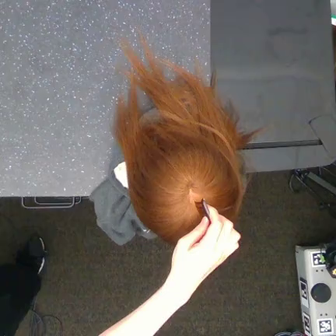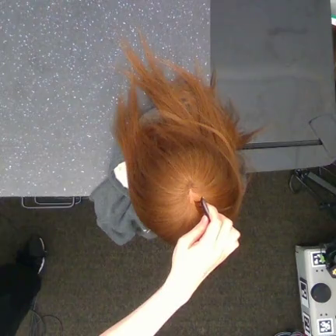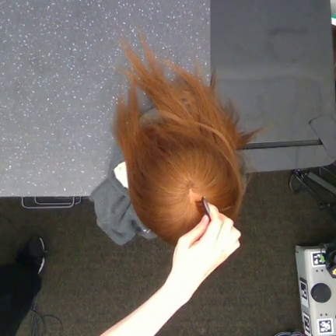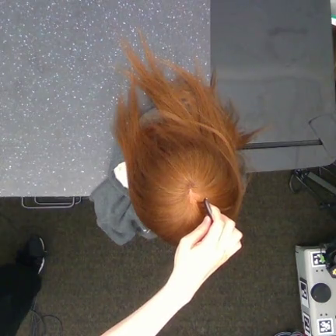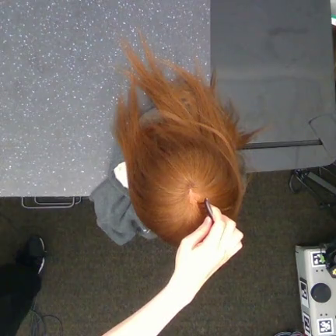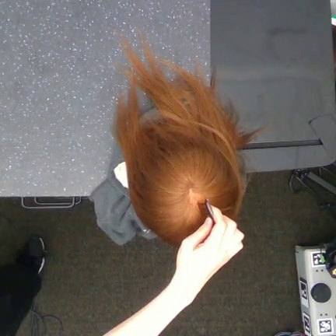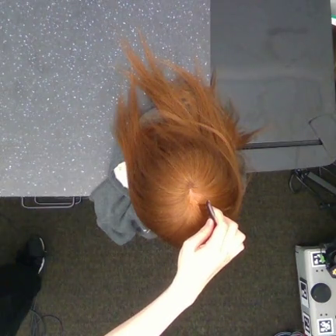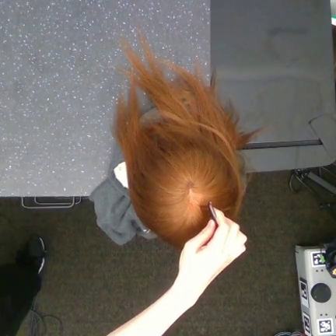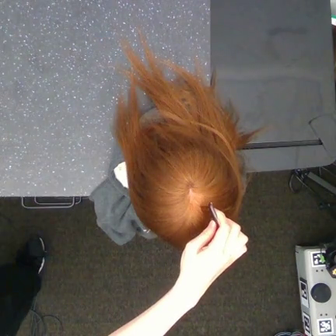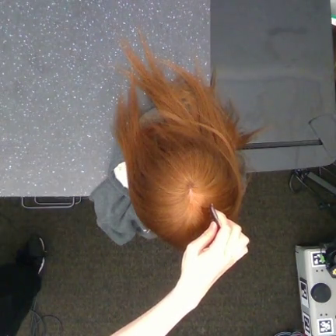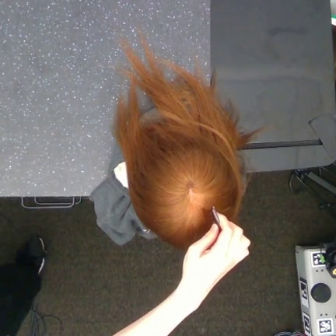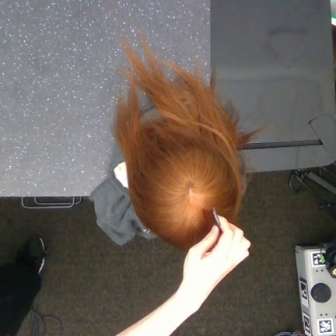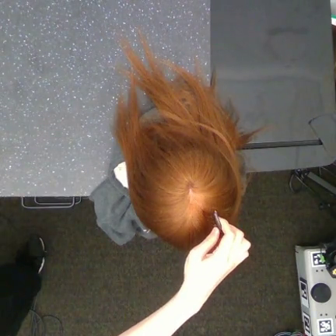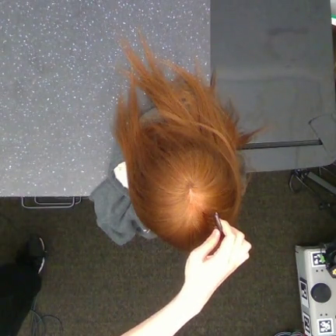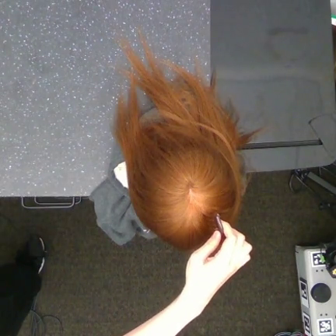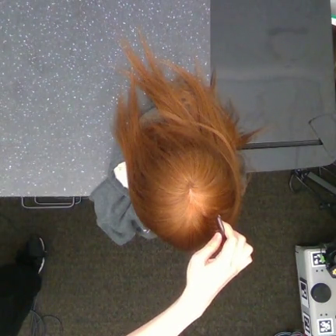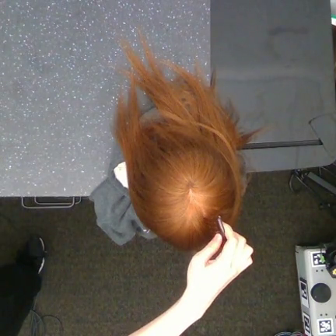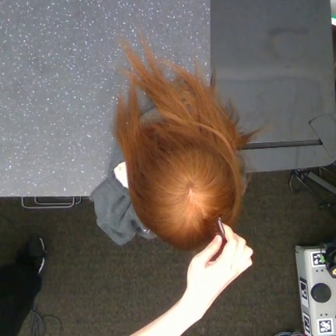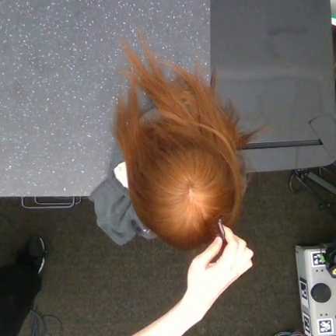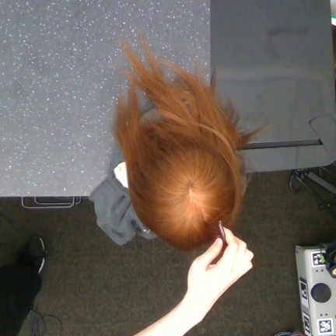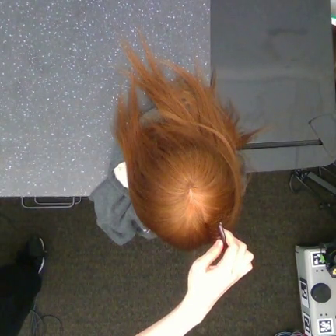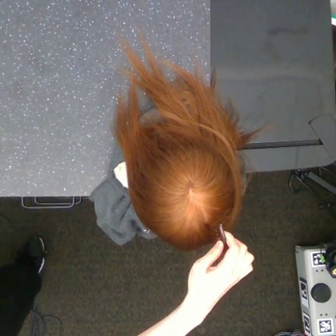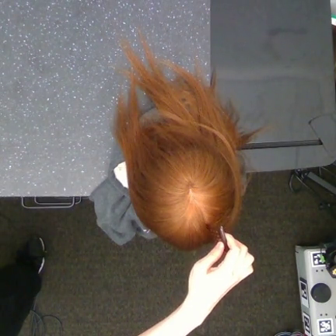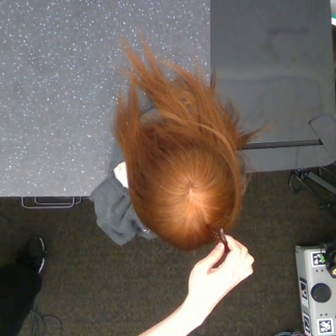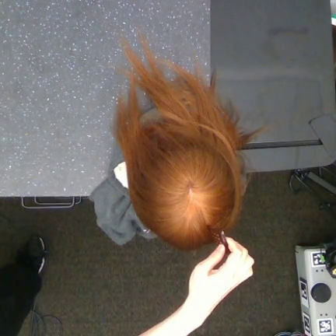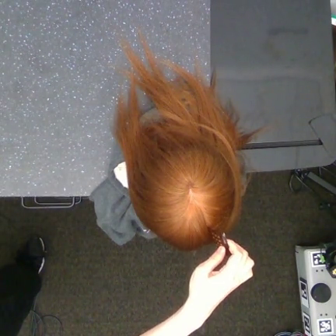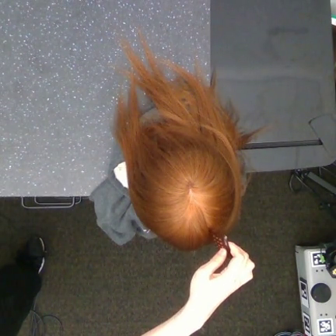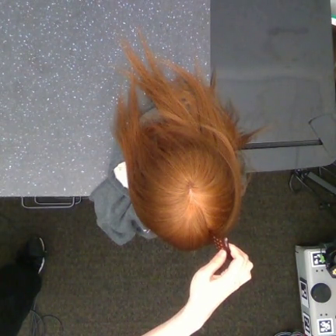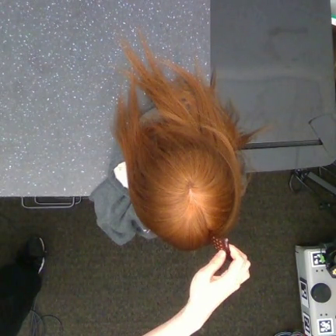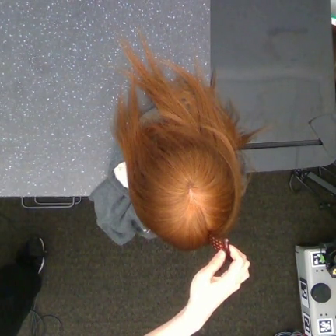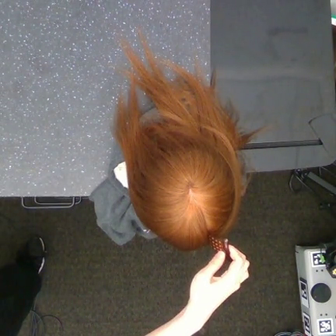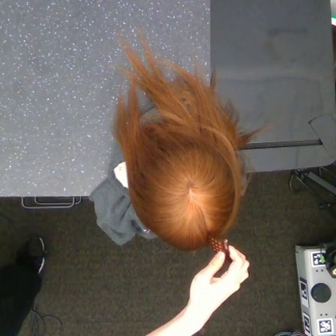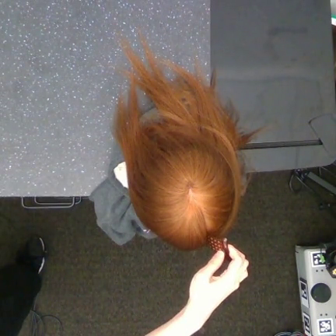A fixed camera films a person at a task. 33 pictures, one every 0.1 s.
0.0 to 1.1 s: The hand moves only a little.
1.1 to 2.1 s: The hand goes downward.
2.1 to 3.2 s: The hand moves only a little.
Task: part hair.
